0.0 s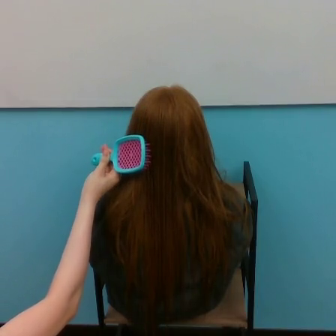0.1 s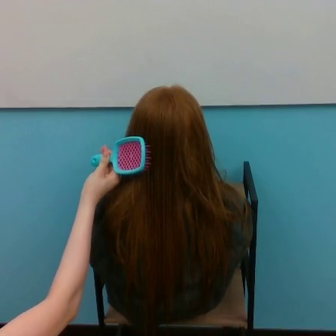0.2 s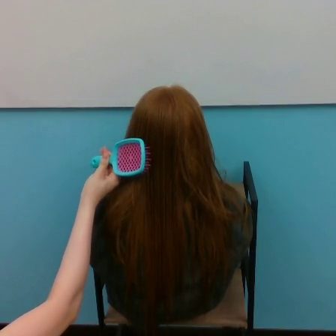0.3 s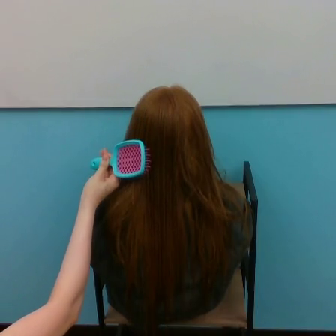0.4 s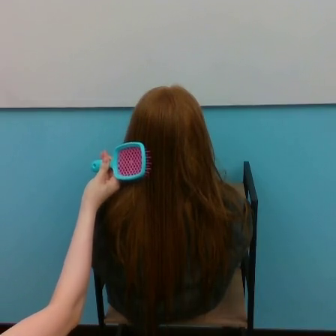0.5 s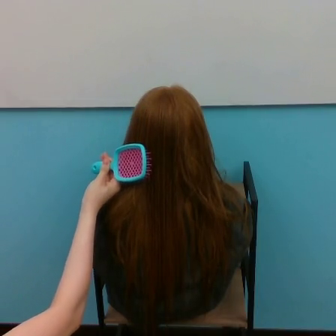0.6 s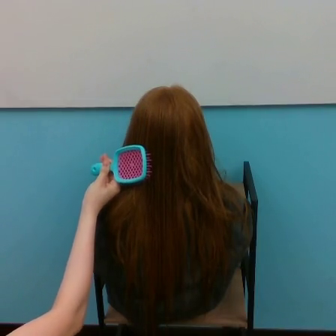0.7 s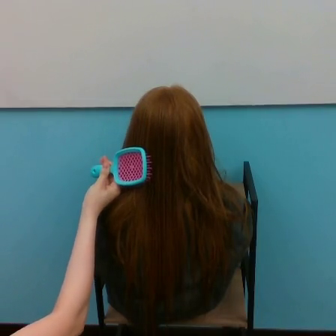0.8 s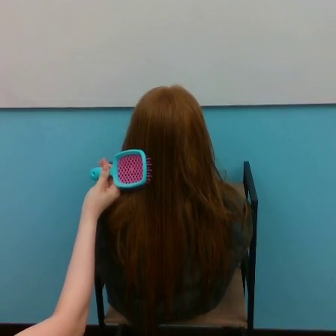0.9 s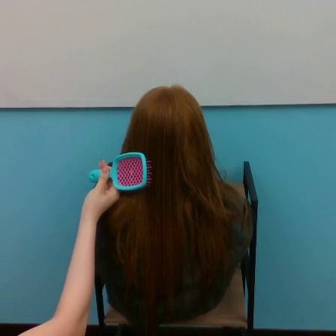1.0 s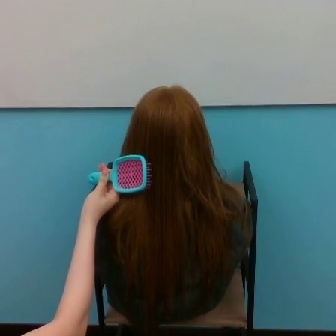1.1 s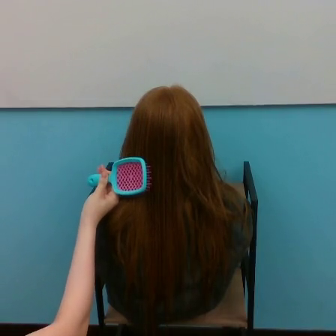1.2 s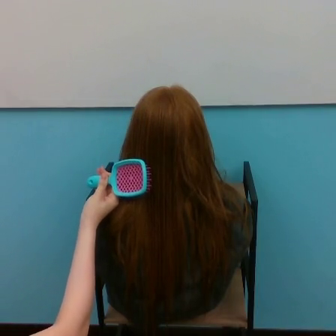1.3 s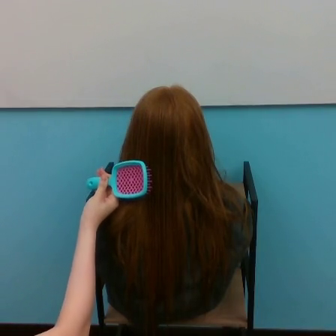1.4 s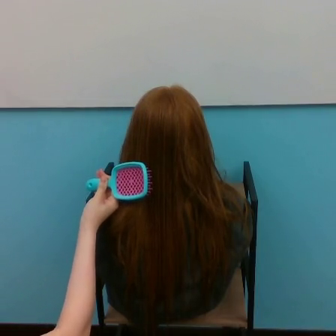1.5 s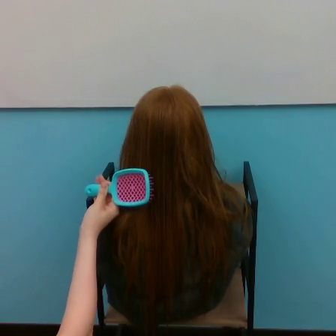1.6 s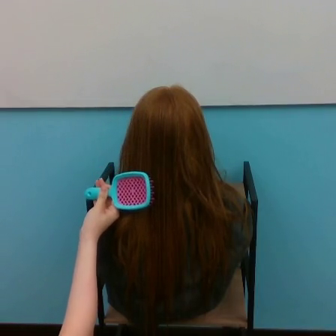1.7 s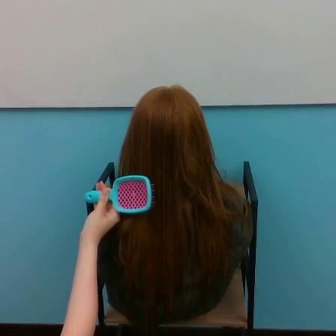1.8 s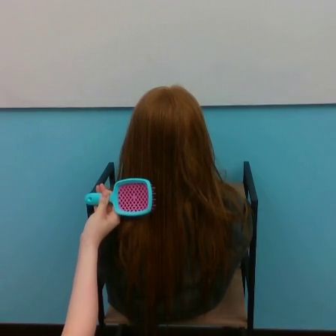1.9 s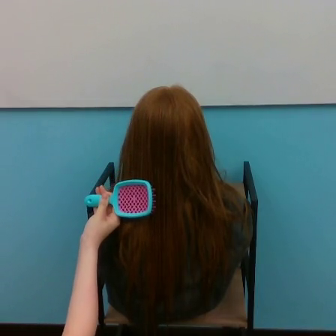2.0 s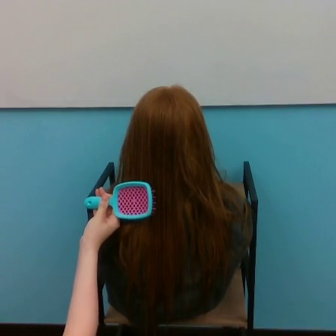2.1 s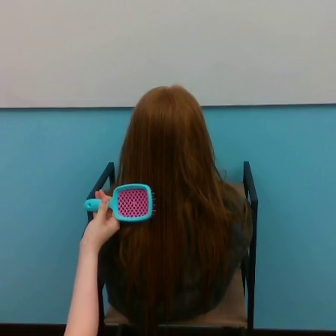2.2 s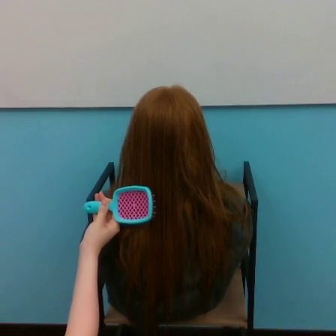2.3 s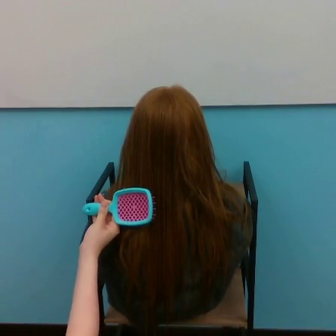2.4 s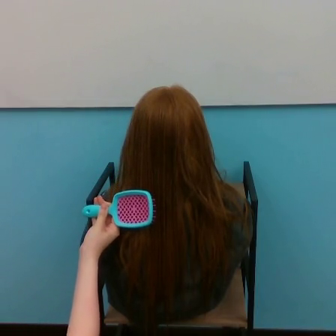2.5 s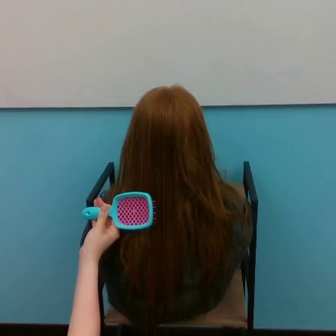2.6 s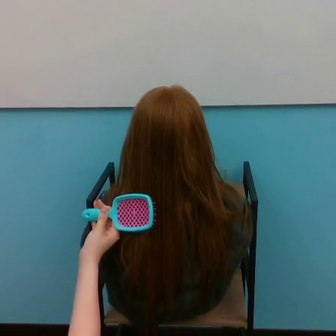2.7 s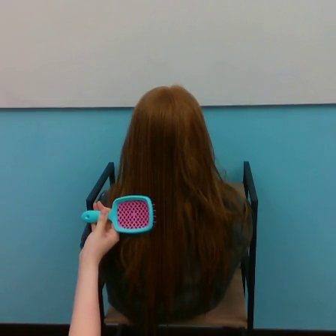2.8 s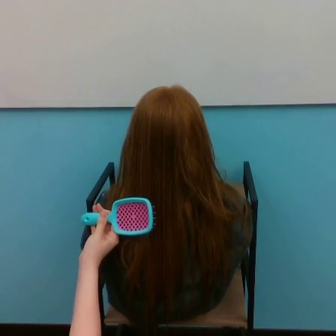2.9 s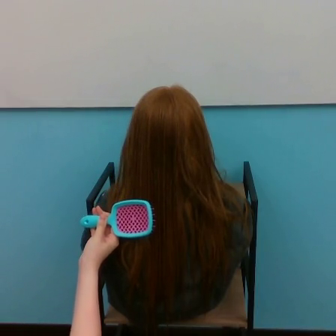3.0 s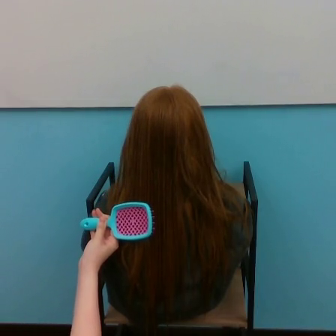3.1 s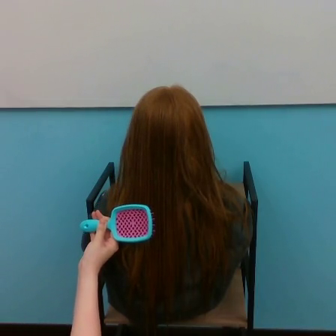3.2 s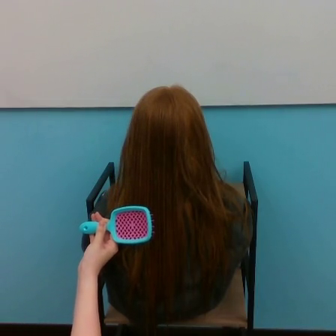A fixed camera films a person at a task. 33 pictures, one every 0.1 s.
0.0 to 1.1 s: The hand goes downward.
1.1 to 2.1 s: The hand goes downward.
2.1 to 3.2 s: The hand goes downward.
Task: brush hair.
